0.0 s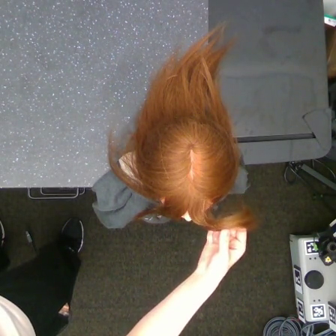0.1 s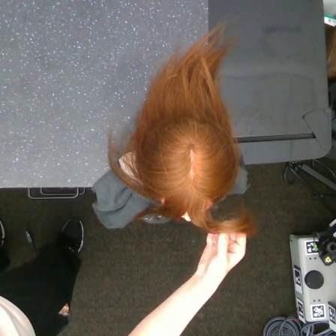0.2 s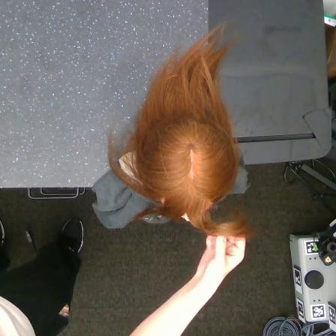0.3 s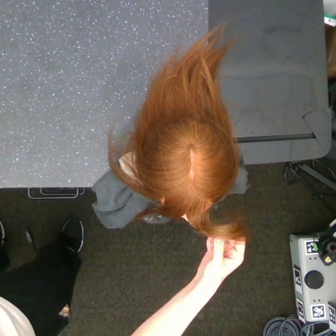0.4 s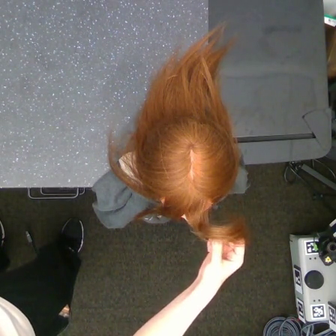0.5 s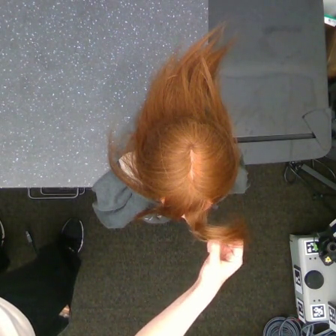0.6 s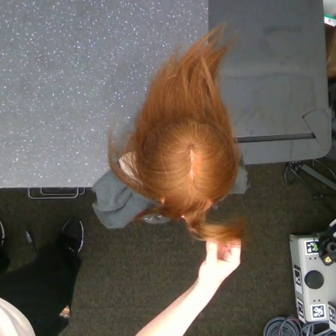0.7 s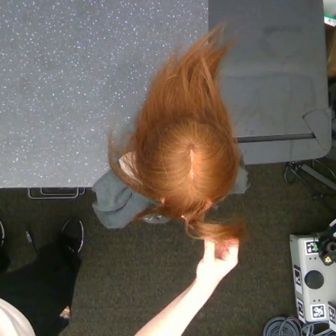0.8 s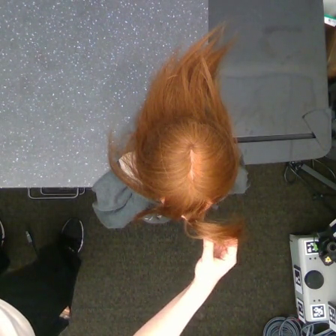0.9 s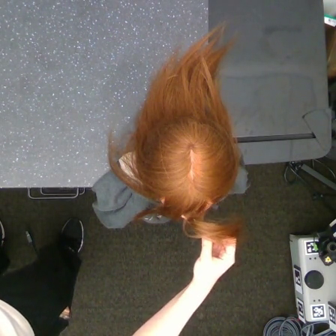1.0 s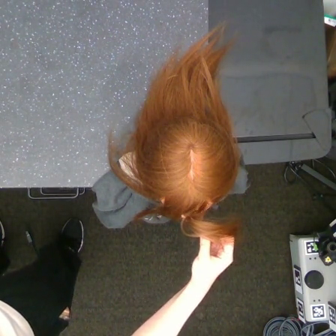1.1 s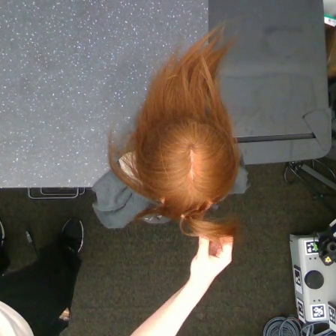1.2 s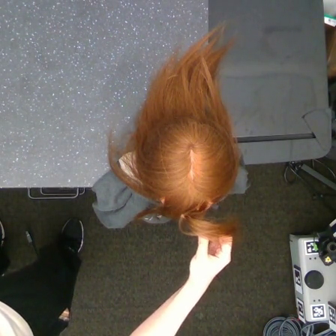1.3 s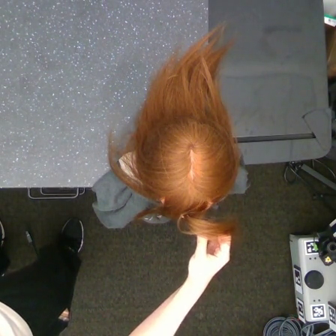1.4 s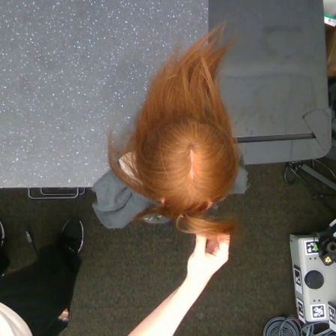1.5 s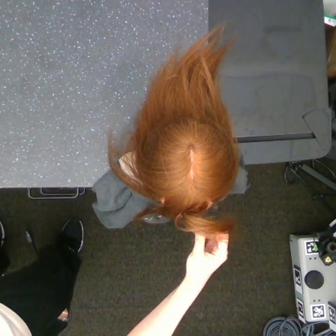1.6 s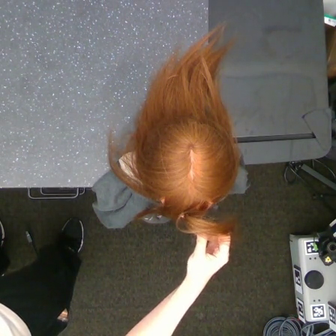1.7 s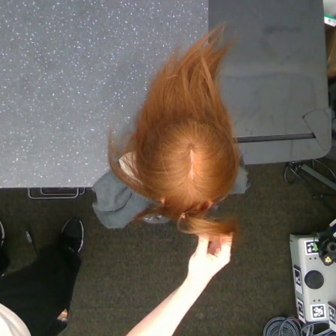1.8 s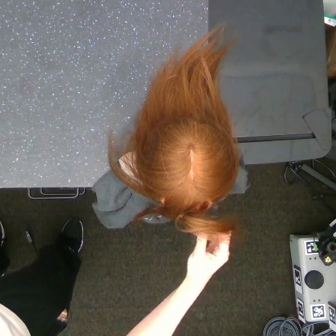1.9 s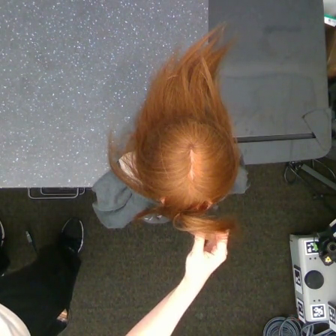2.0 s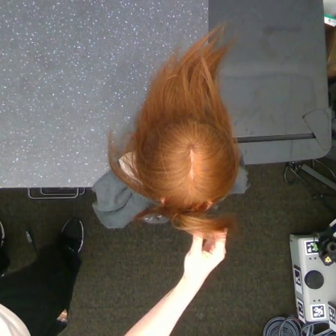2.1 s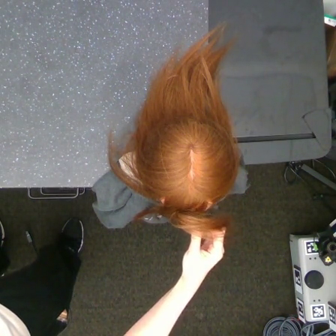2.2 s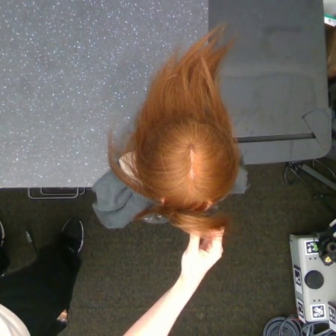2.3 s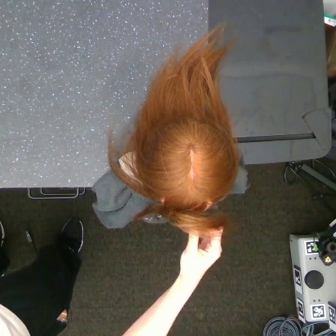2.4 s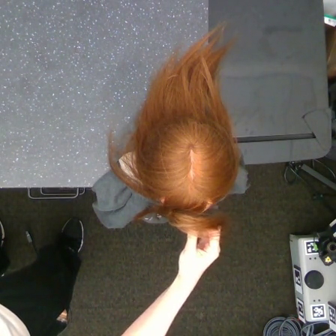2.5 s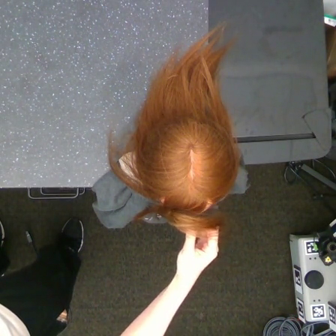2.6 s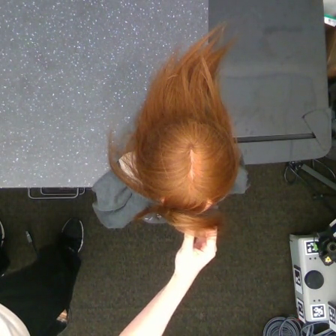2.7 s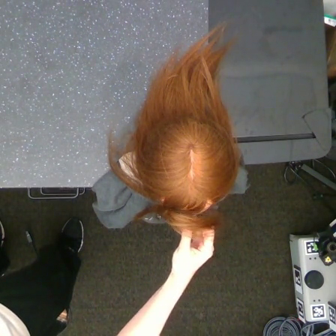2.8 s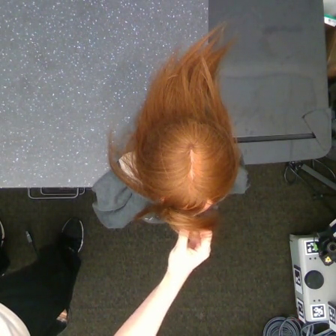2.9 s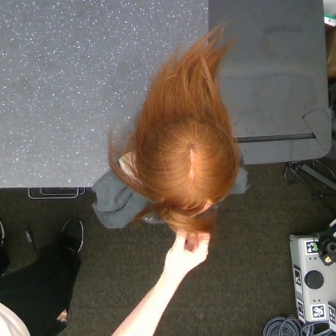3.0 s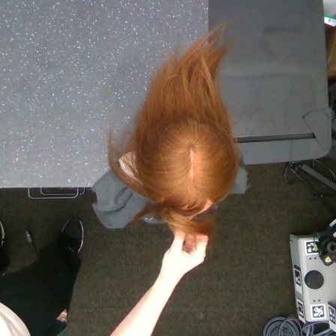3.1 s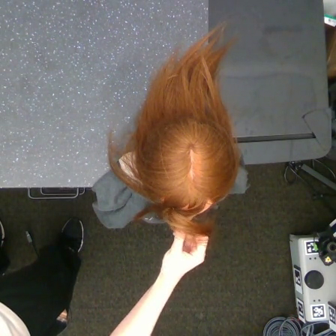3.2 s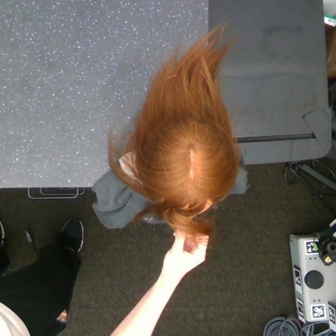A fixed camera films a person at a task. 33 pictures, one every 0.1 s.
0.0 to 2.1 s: The hand goes to the left.
2.1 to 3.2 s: The hand goes to the left.
Task: tidy front hair.
